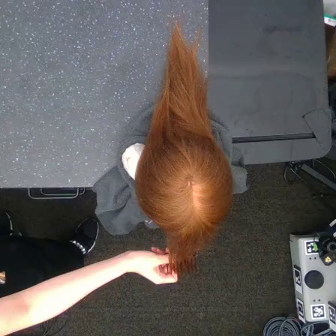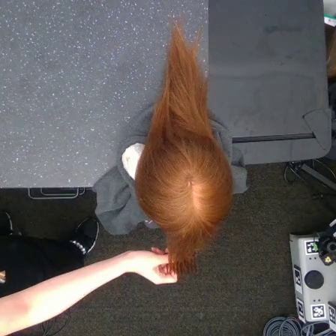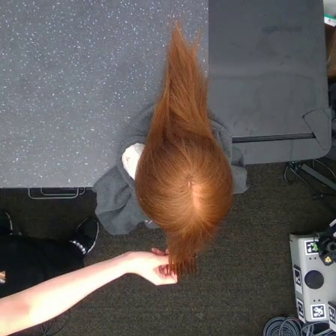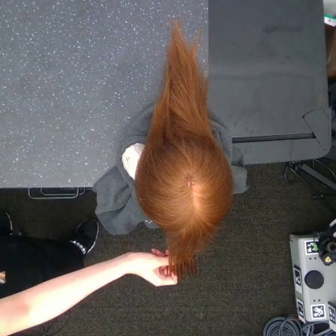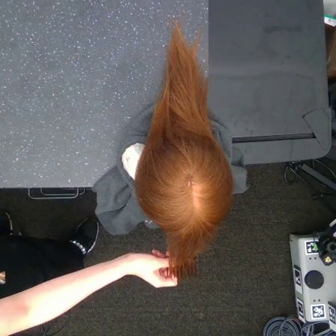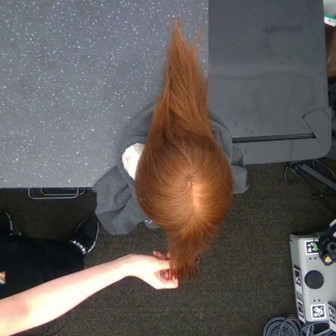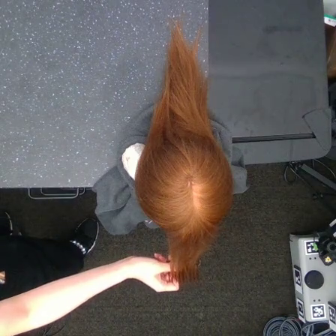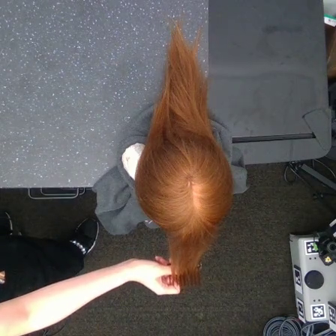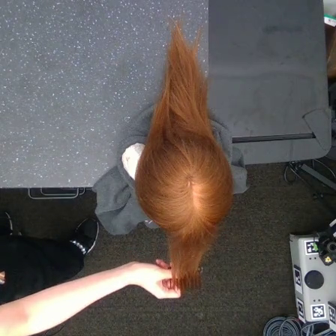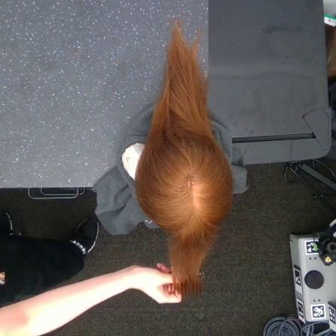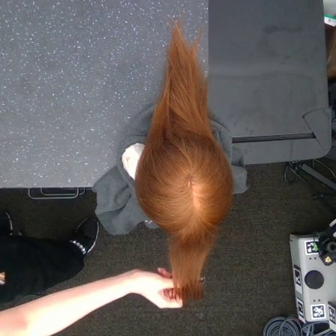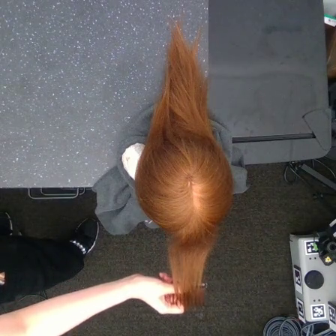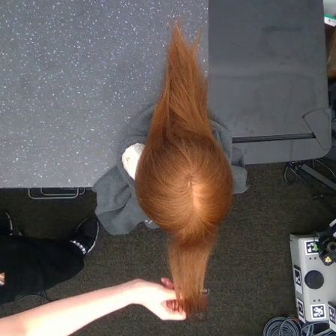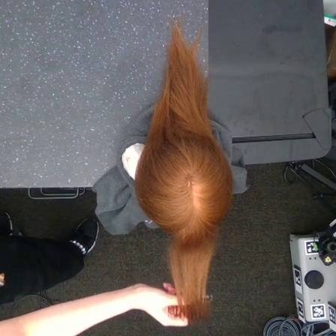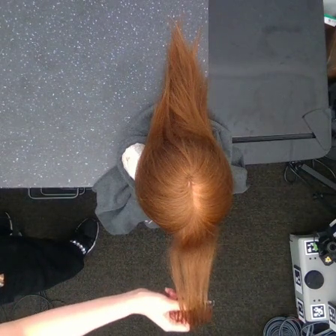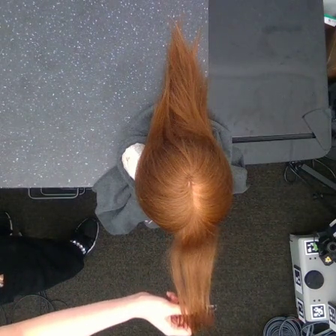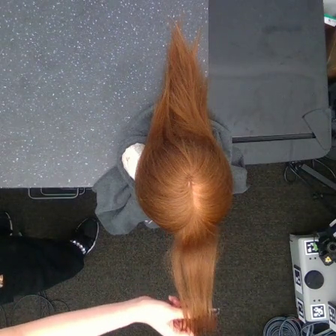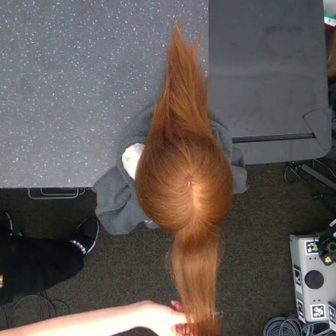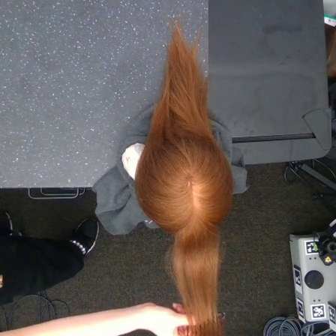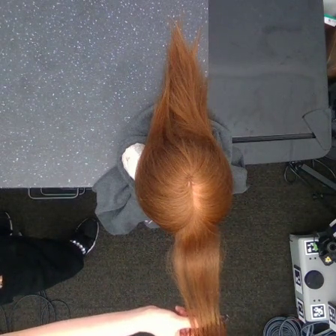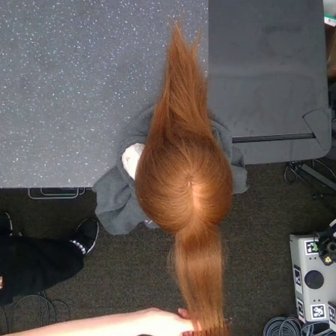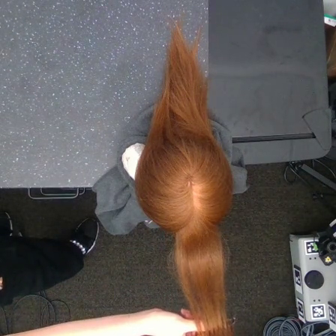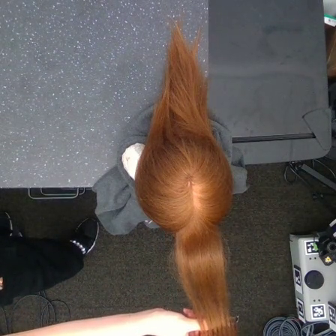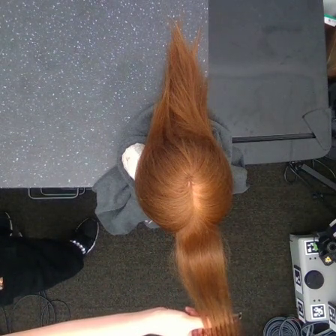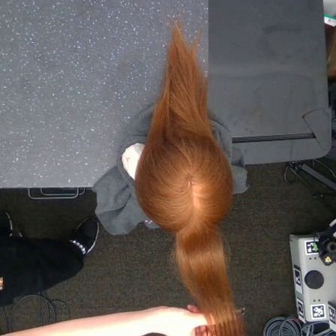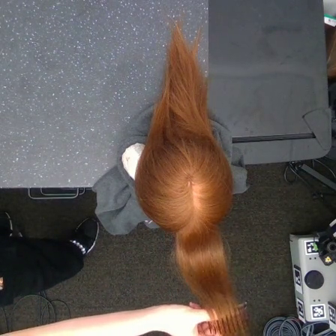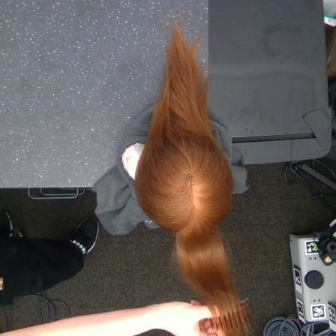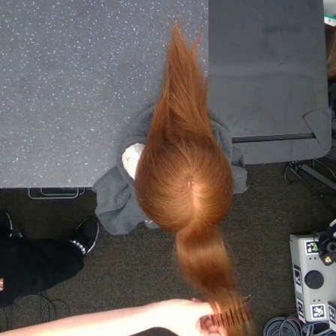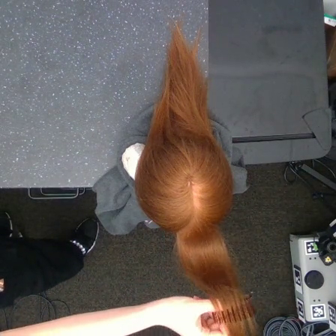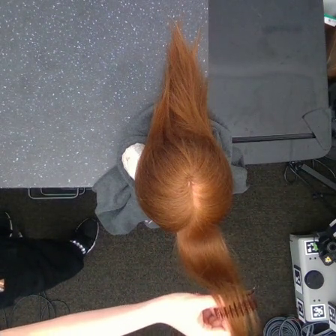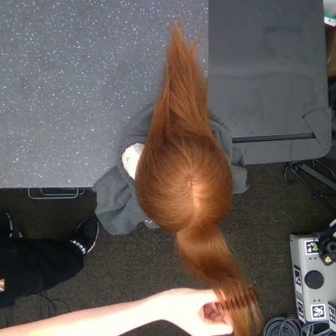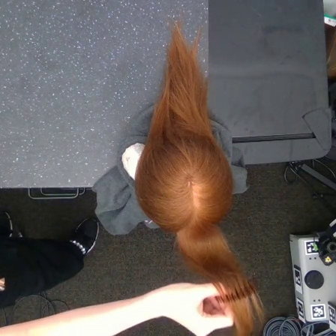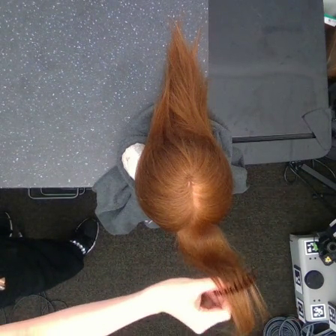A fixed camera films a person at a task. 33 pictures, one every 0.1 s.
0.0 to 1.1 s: The hand goes downward.
1.1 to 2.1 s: The hand goes downward.
2.1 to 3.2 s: The hand goes to the right.
Task: tidy front hair.
